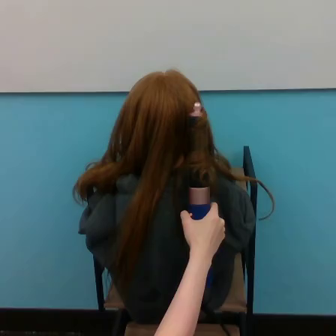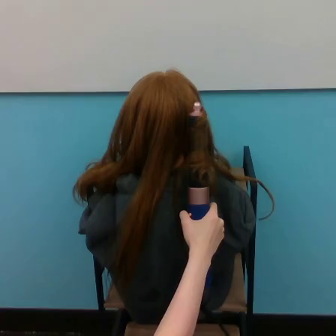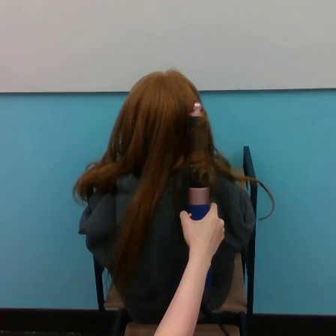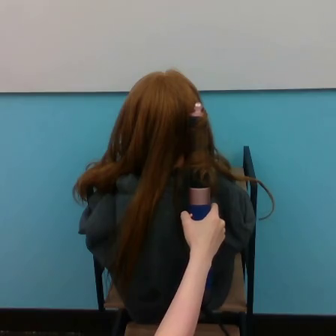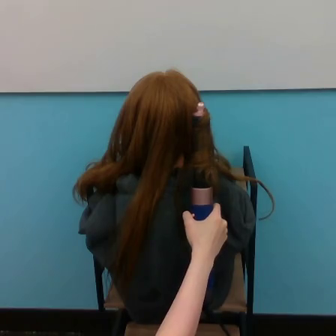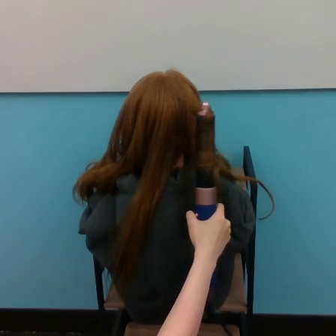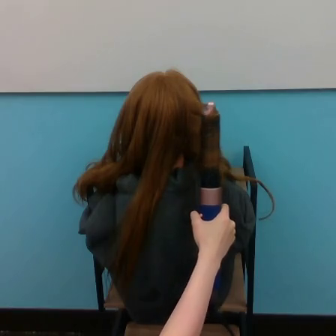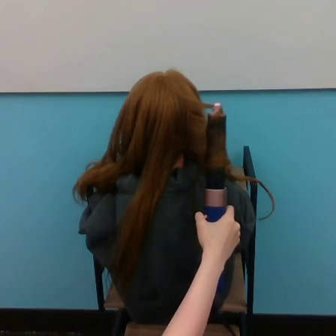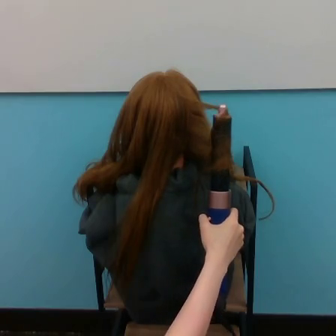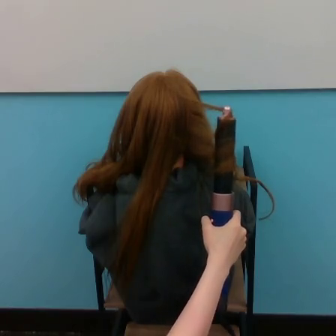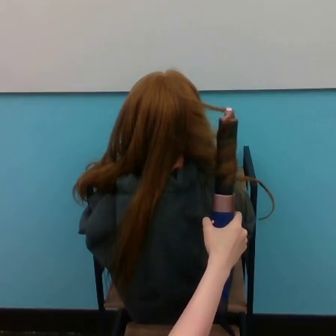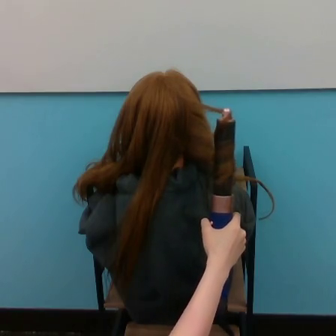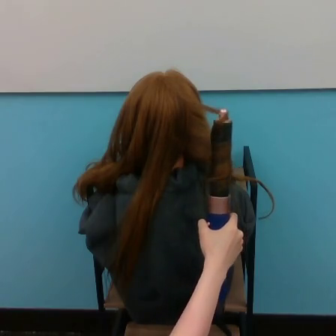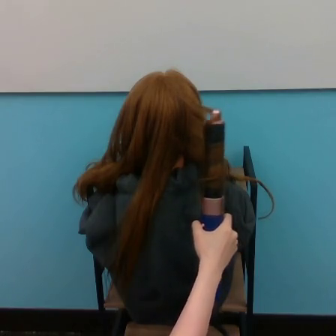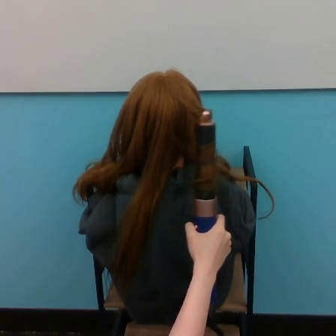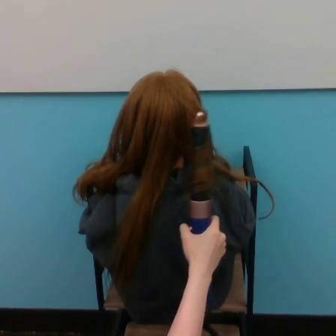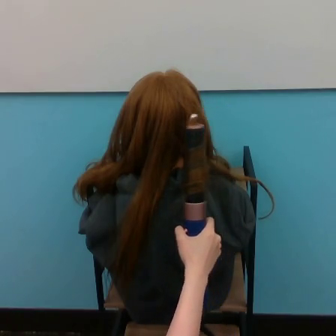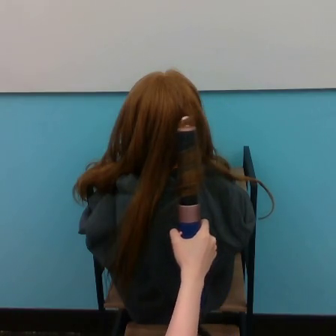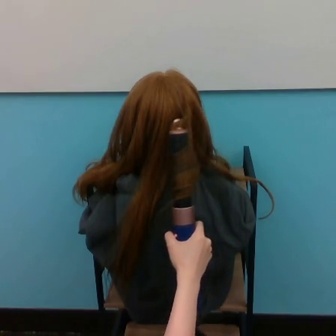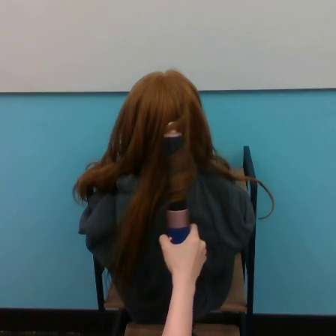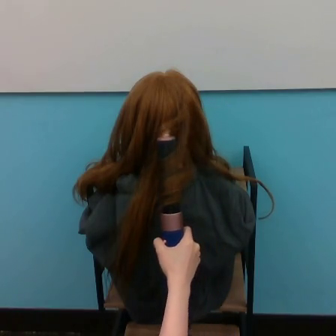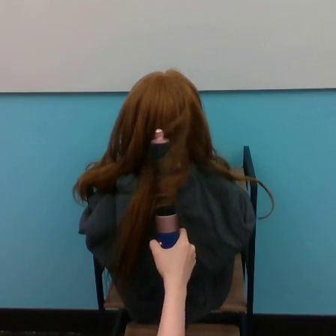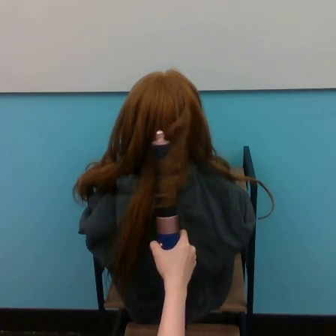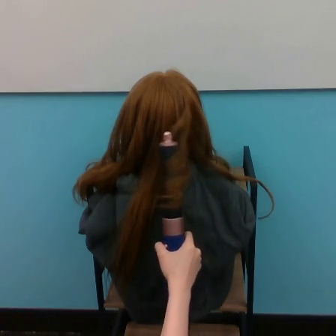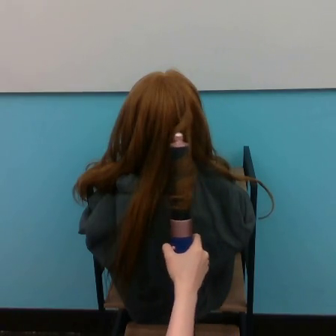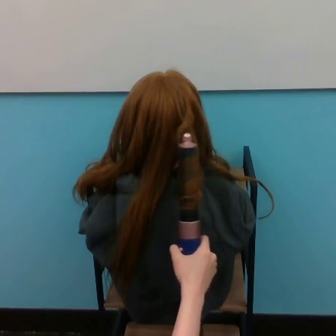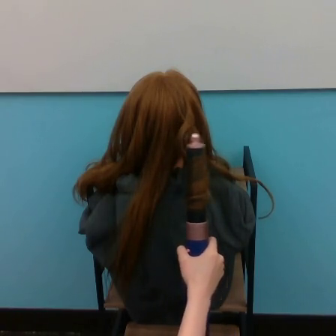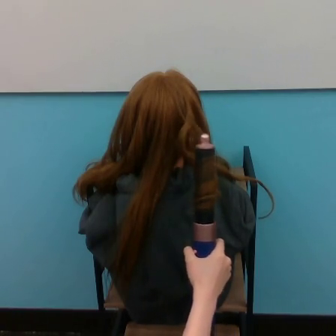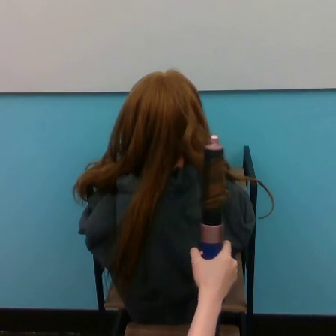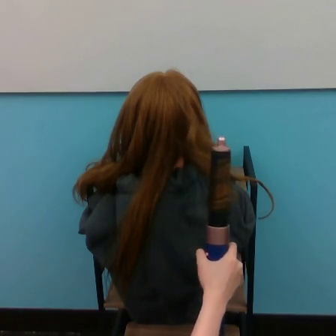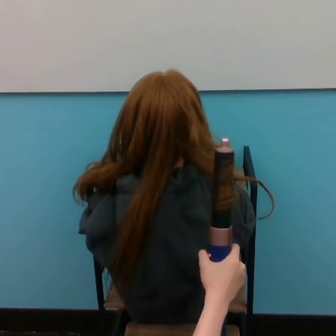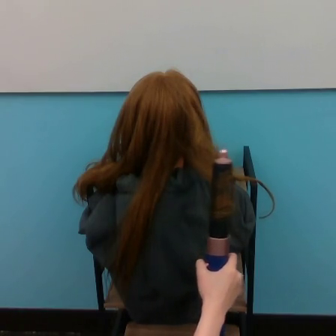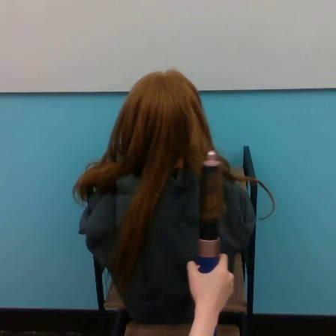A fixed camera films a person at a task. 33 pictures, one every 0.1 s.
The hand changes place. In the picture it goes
downward.
0.0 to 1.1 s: The hand goes to the right.
1.1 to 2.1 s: The hand goes to the left.
2.1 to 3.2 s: The hand goes to the right and downward.
Task: curl hair.
